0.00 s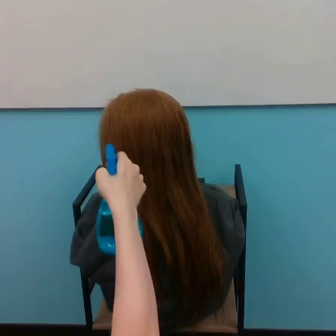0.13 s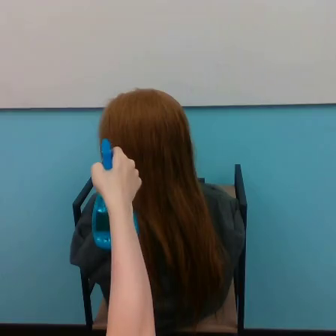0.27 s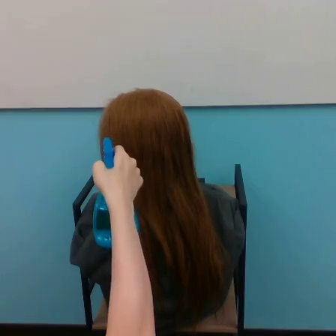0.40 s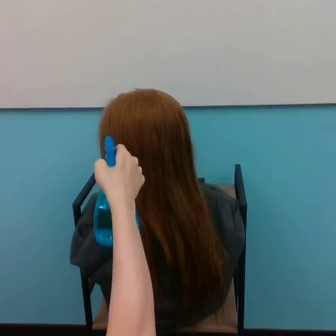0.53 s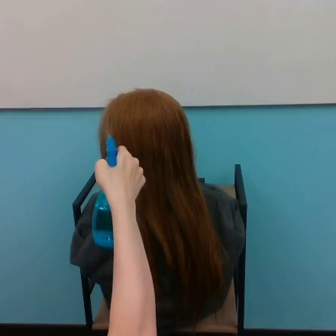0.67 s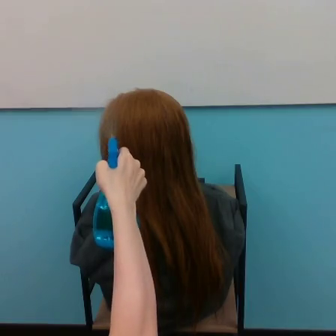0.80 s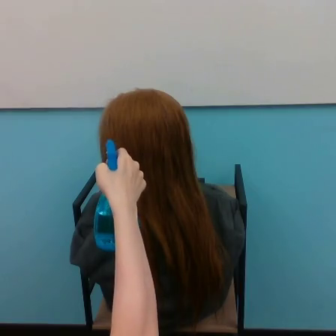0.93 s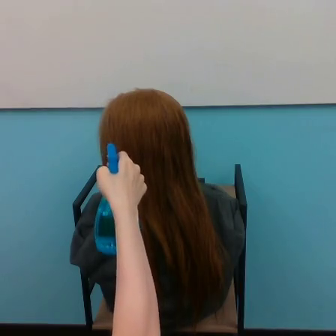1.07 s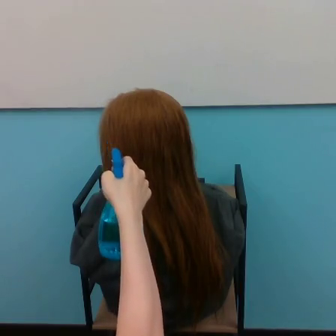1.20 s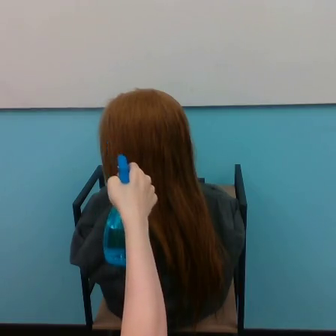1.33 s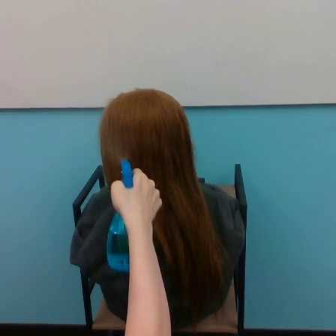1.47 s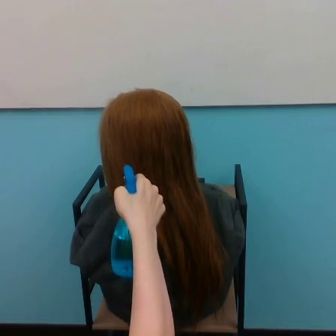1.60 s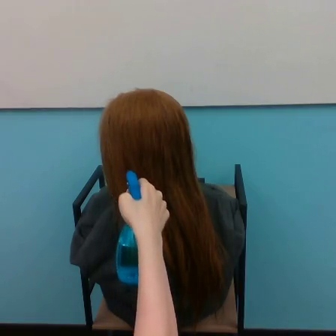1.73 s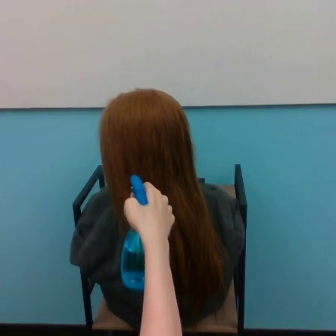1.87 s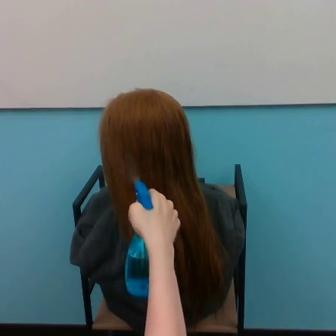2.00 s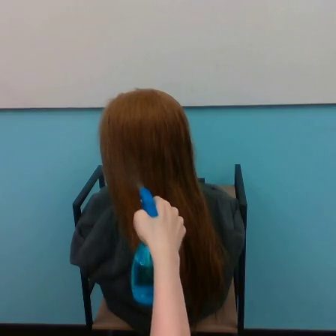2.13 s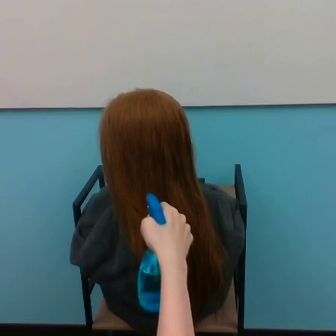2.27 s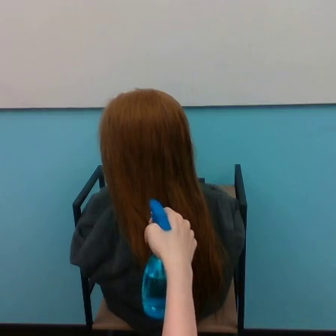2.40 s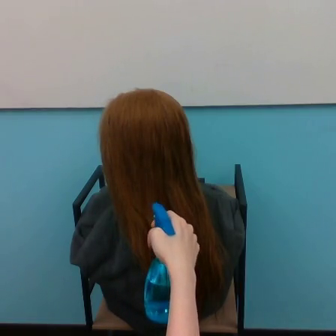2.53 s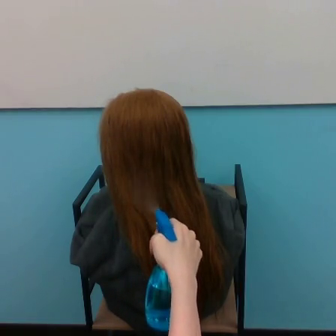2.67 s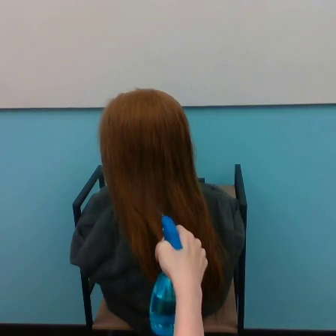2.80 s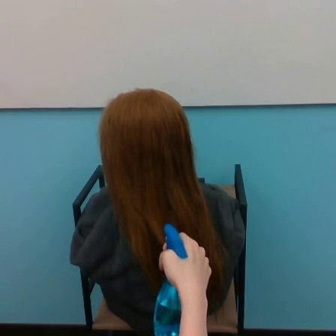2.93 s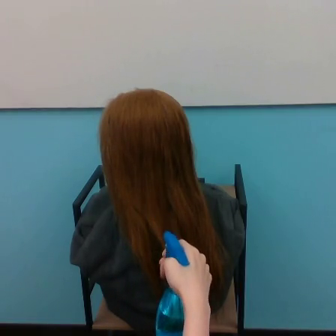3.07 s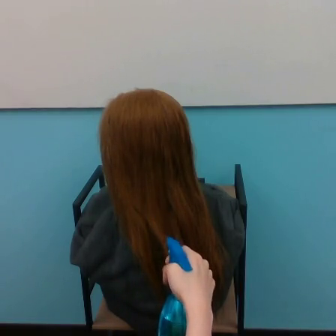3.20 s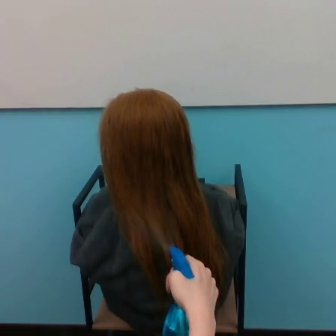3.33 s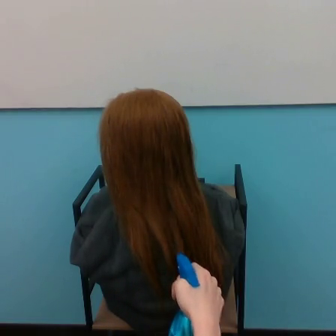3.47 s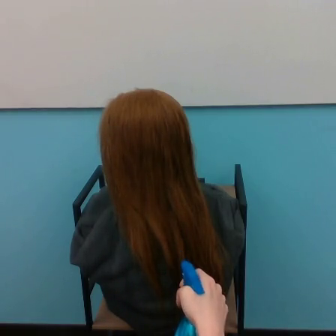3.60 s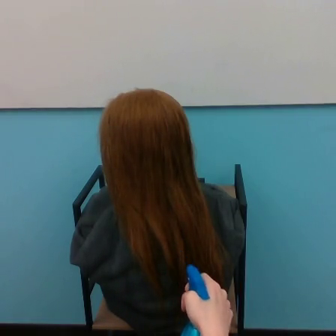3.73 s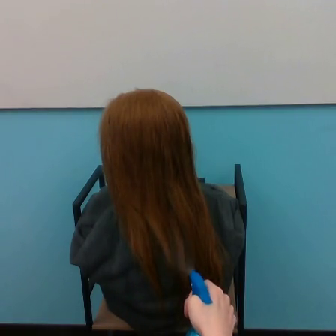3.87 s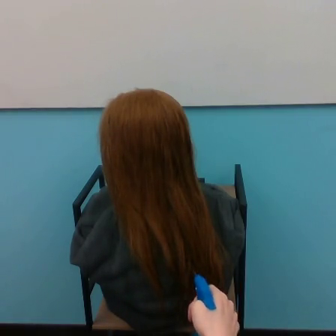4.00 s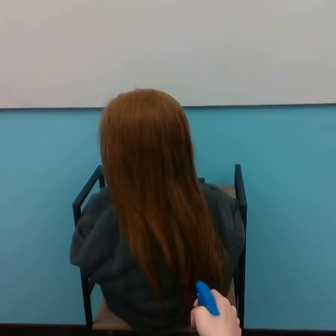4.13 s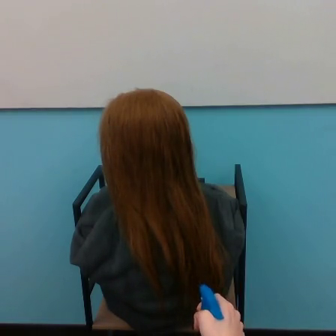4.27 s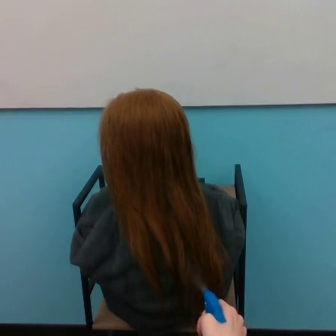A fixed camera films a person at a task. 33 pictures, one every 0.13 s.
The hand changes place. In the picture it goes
downward.
0.00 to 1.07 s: The hand moves only a little.
1.07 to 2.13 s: The hand goes downward and to the right.
2.13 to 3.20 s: The hand goes downward and to the right.
3.20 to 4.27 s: The hand goes downward and to the right.
Task: spray water on hair.
Motion: move downward and to the right.
